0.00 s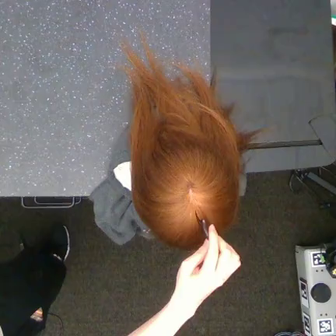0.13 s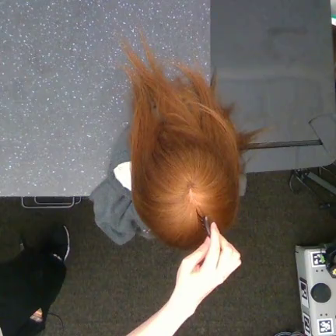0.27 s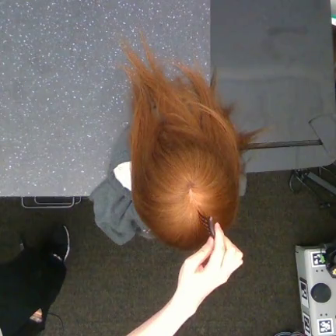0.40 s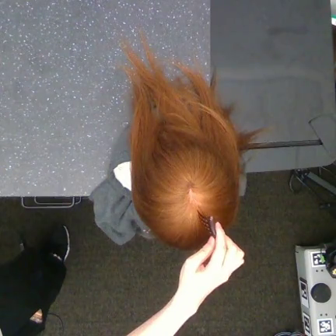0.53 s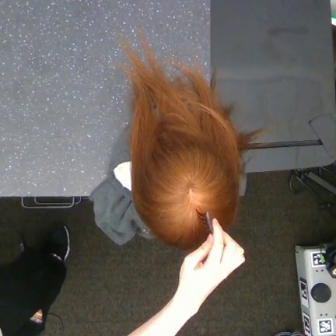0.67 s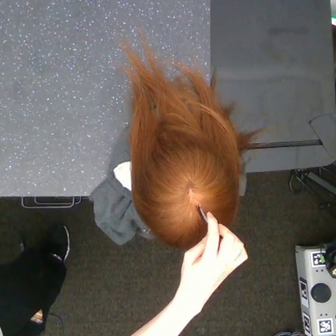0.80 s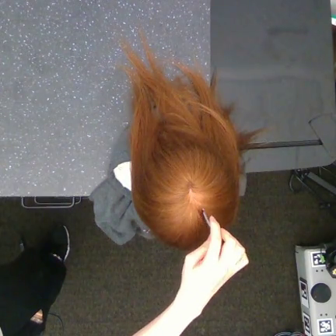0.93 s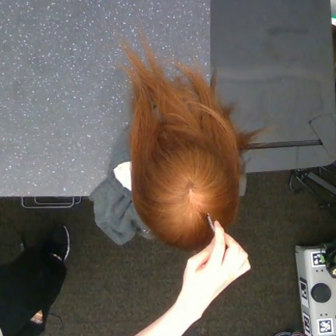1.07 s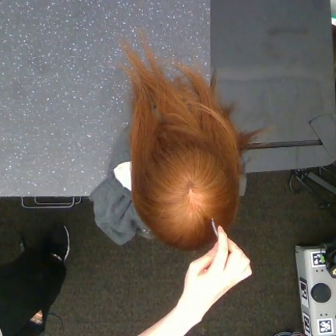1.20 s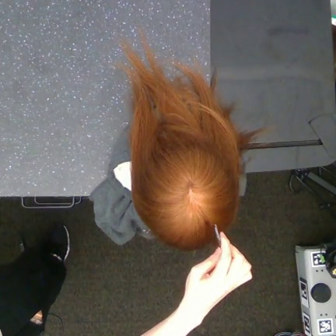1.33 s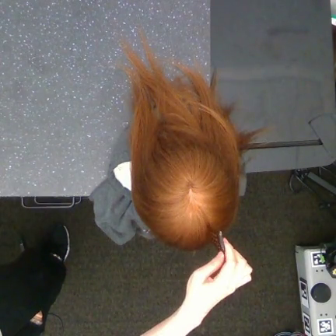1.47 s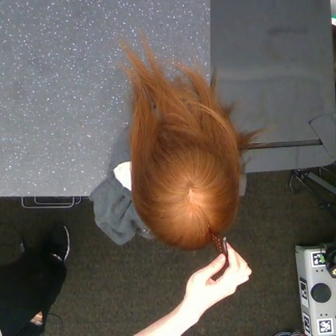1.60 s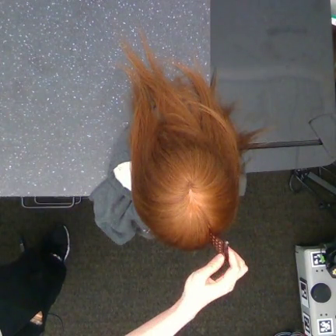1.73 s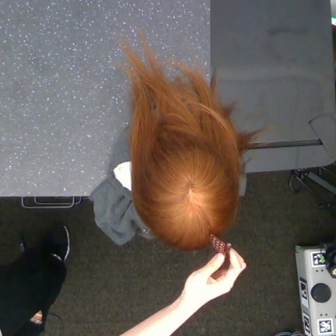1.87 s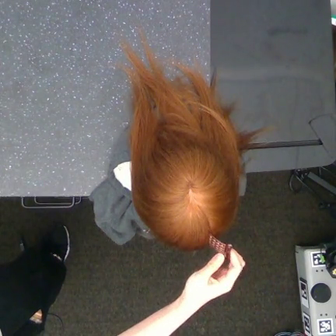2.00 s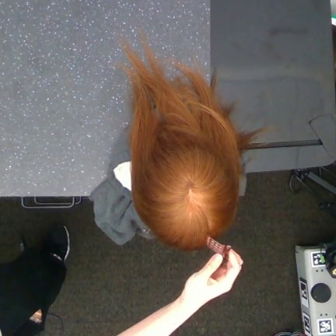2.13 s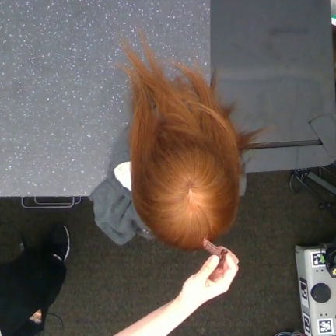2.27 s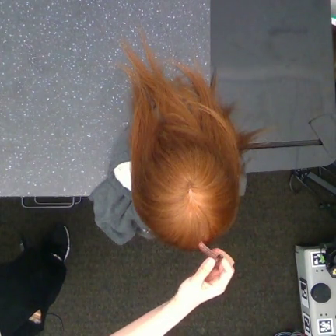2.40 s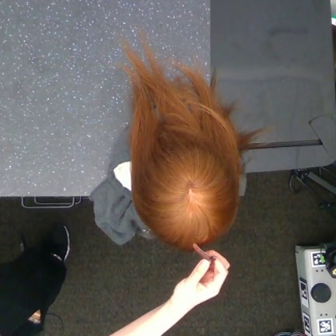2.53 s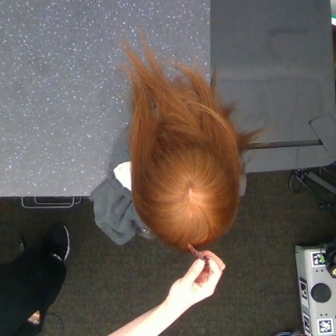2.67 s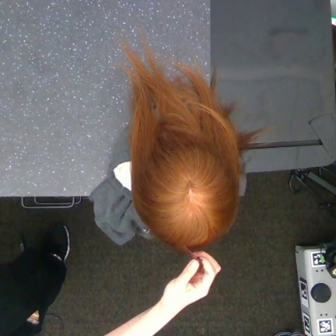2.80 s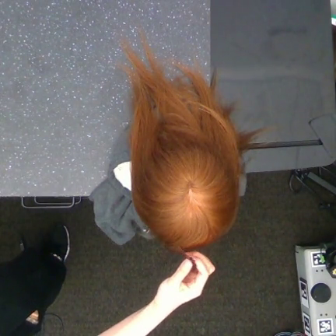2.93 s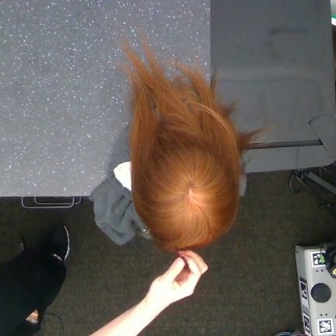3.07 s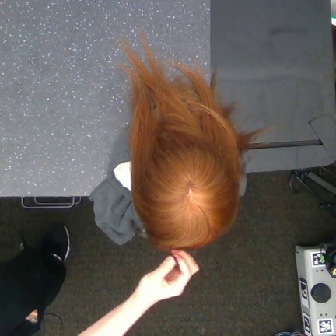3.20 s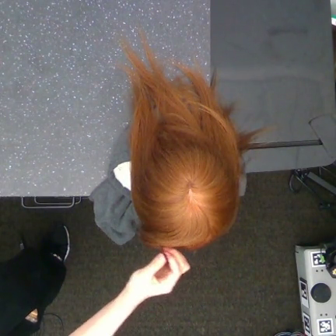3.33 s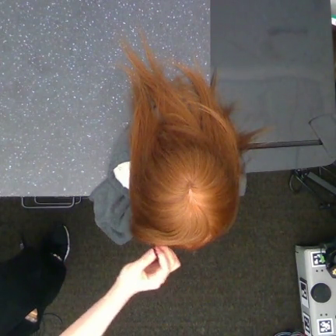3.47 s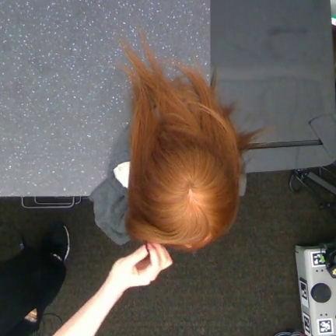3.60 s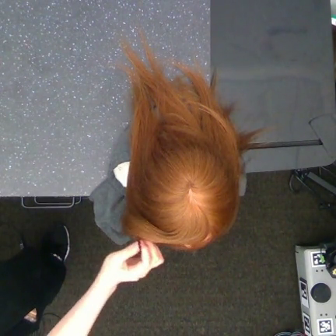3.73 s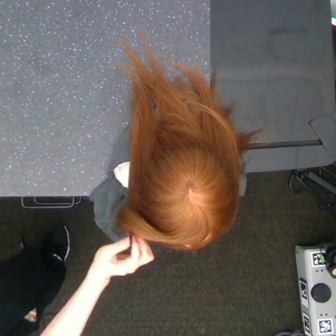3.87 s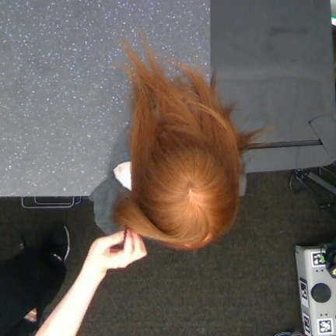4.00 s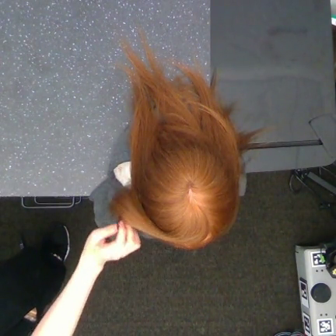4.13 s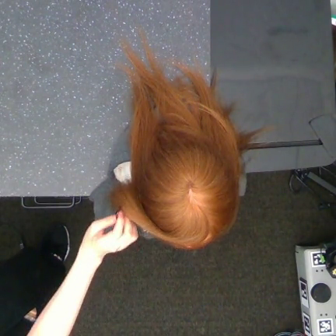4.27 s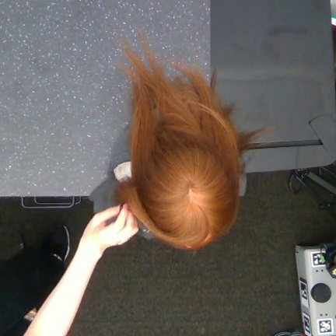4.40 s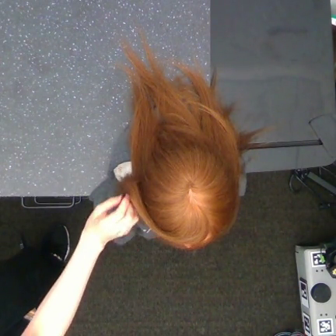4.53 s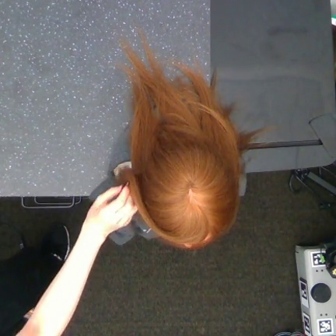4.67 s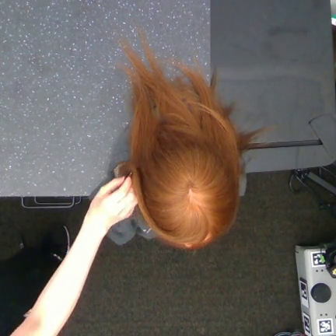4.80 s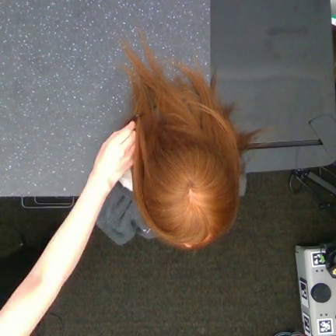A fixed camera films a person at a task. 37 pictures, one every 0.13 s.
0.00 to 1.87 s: The hand moves only a little.
1.87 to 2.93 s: The hand goes to the left.
2.93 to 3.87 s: The hand goes to the left.
3.87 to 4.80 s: The hand goes upward.
Task: part hair.
Motion: move downward and to the right shortly, move upward and to the left, then move upward.
